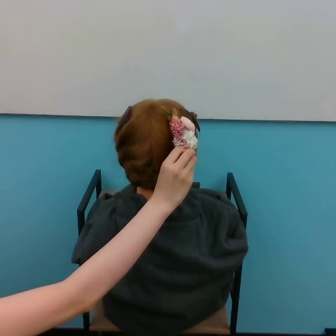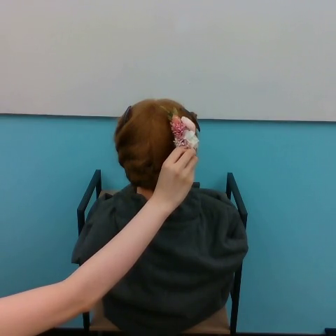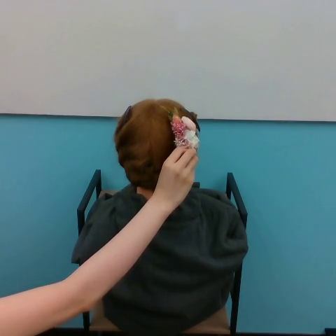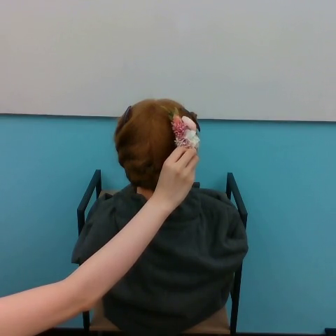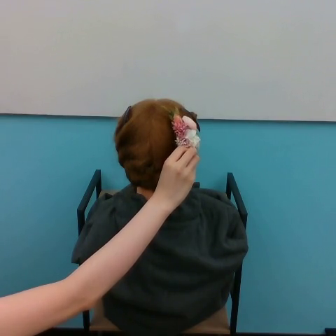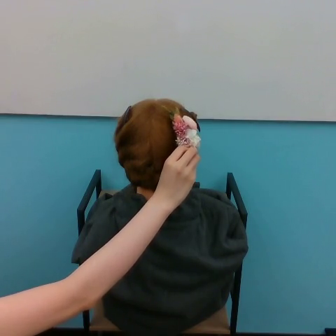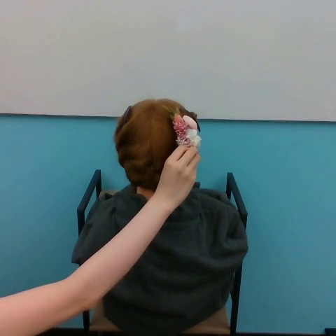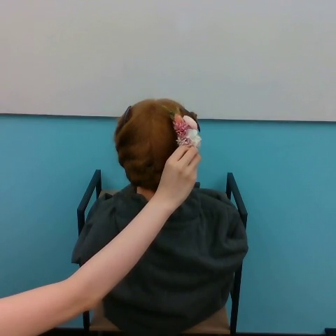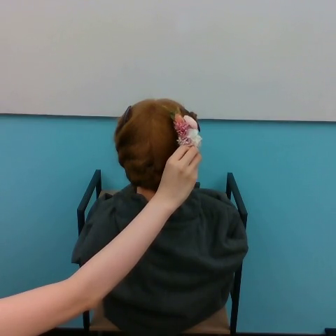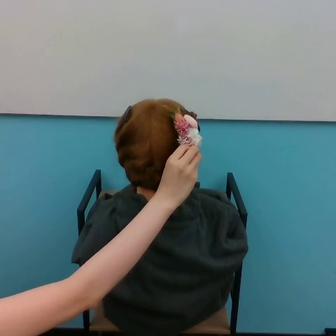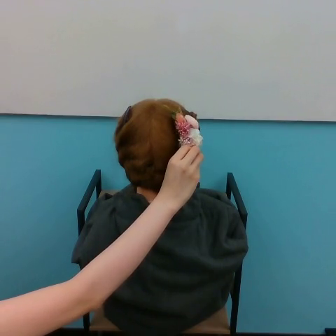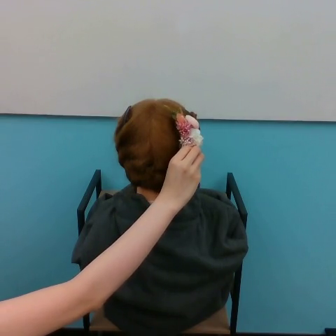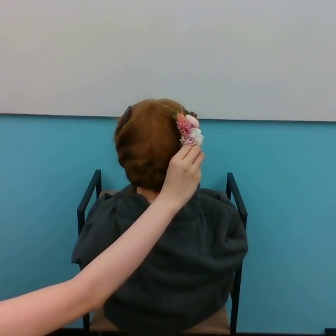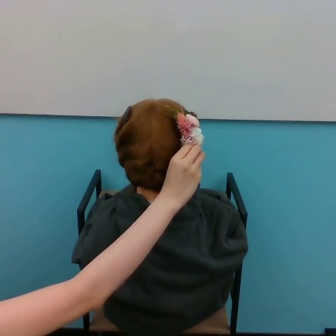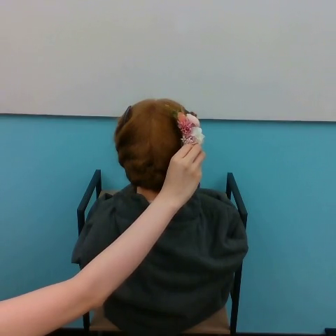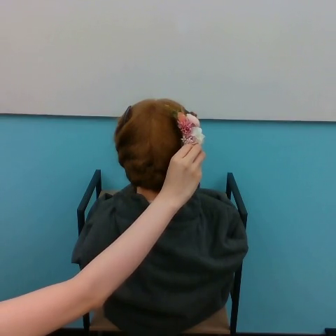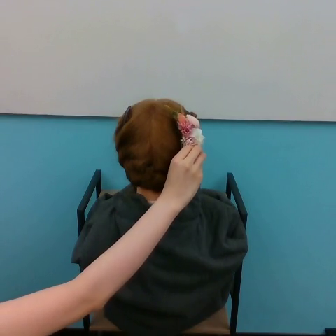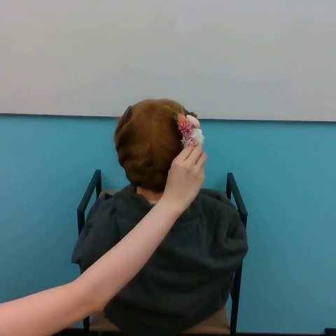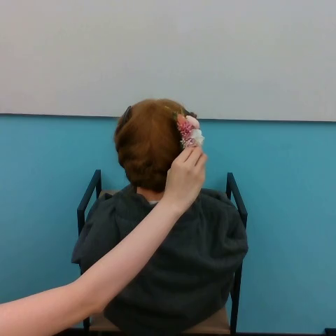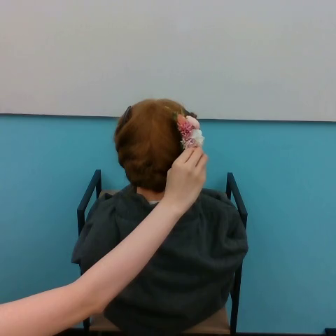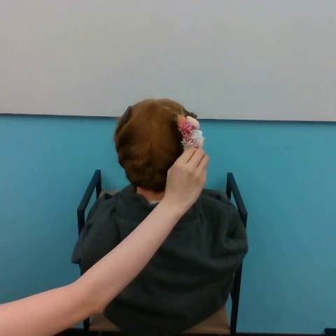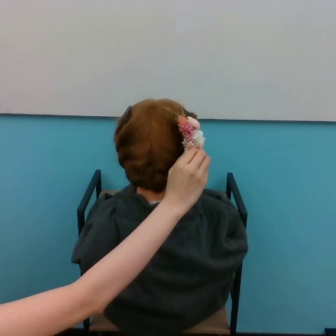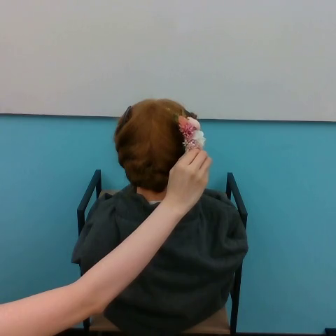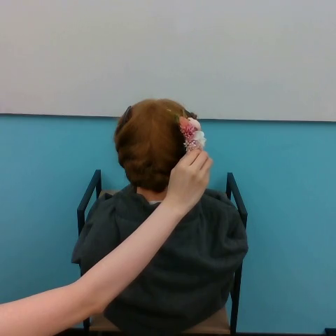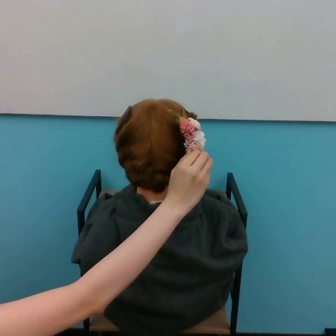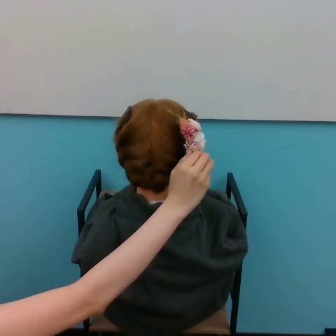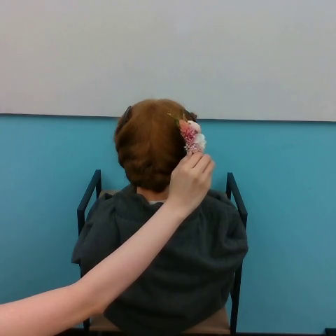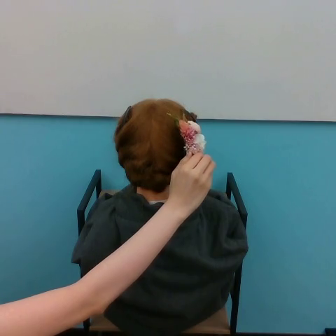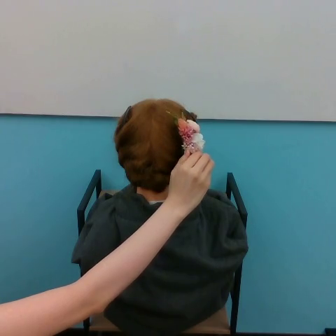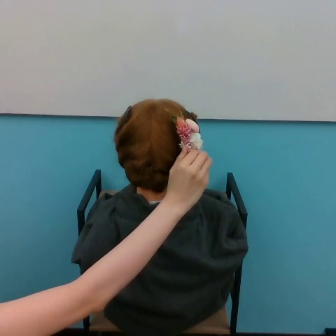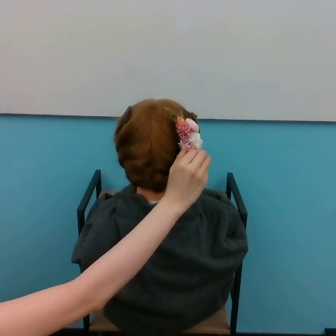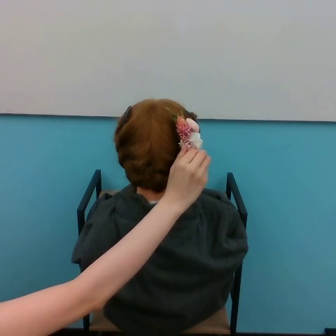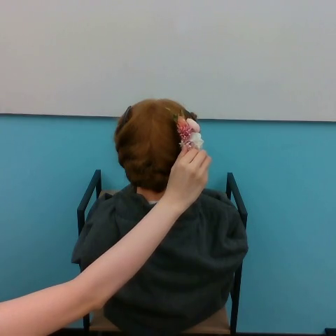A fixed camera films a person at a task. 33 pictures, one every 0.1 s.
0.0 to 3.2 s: The hand goes to the right.
Task: tuck flower in hair.
